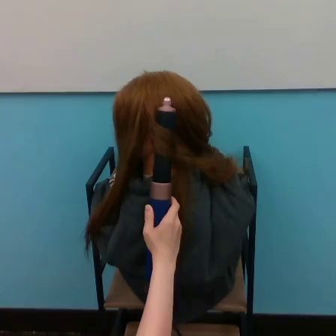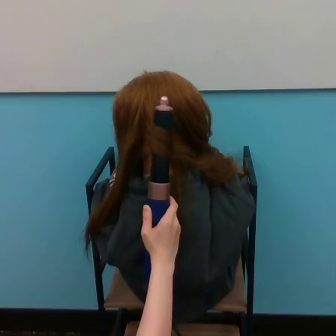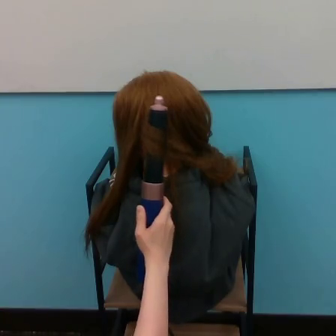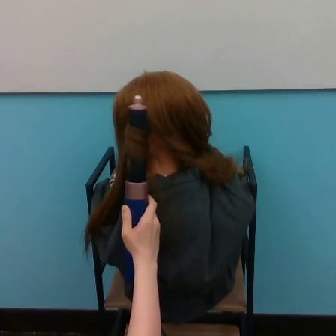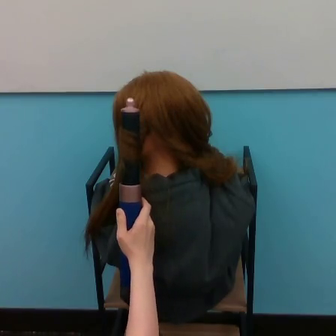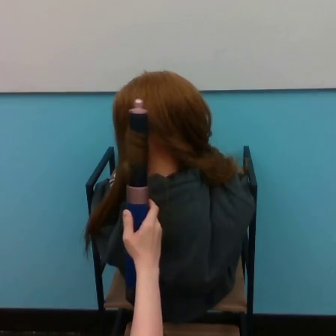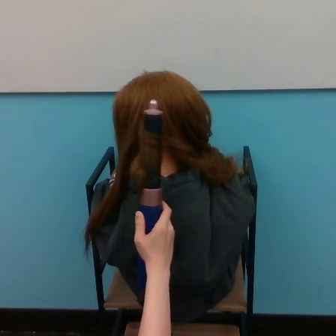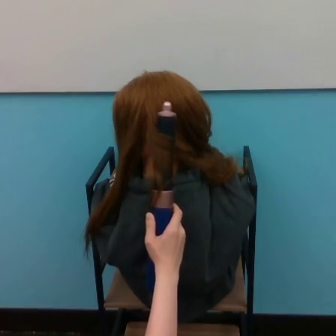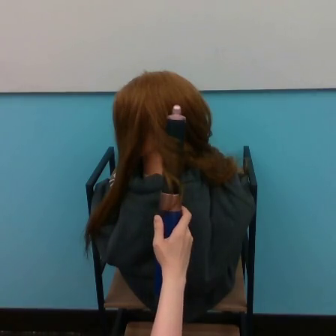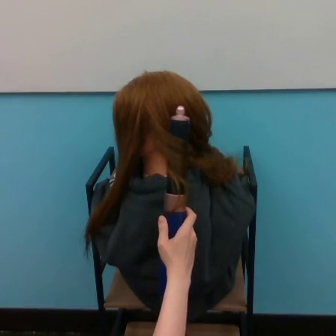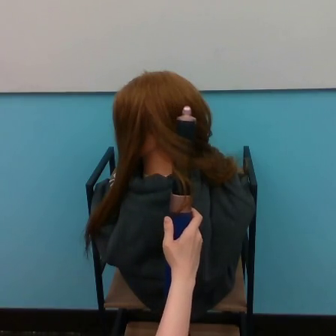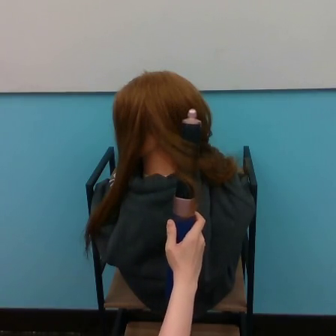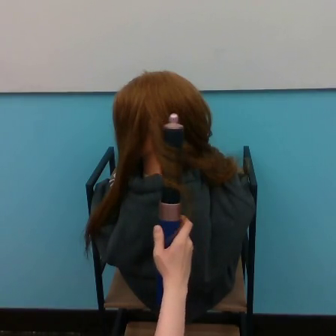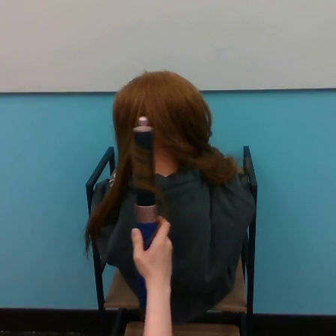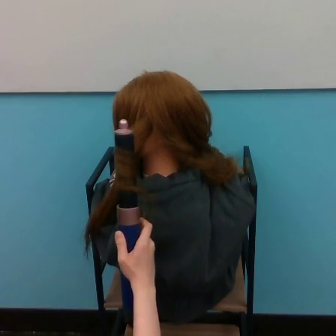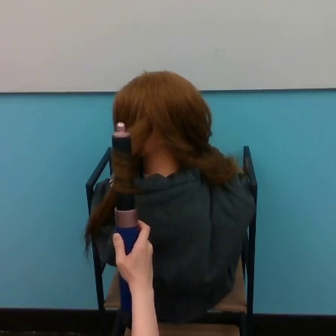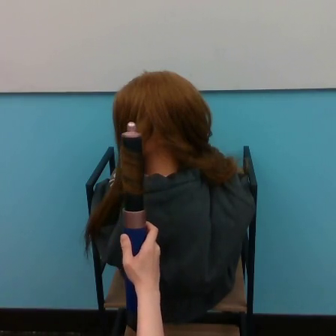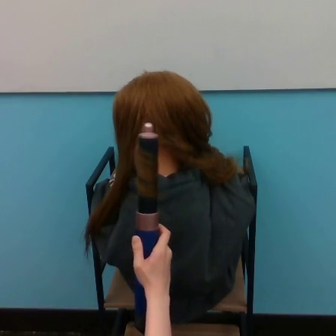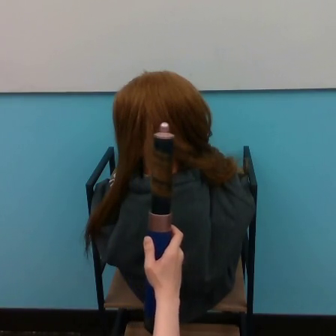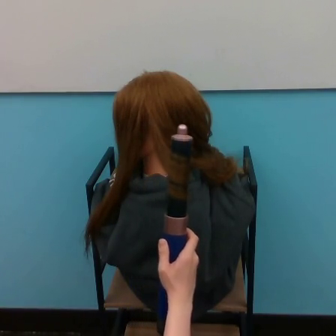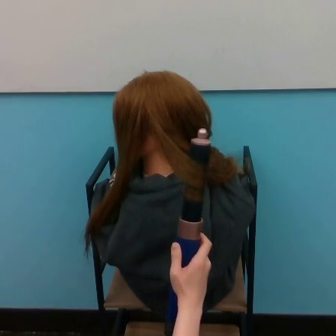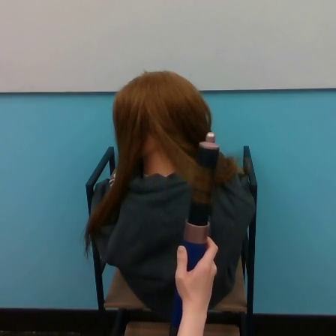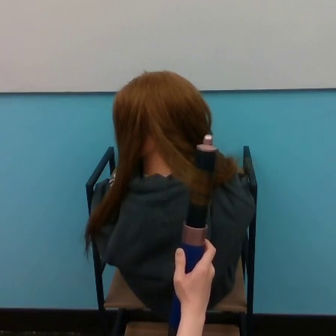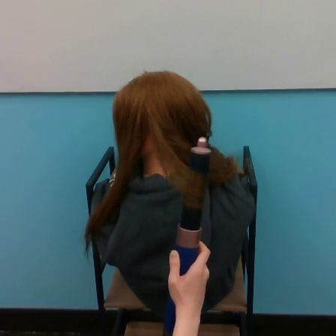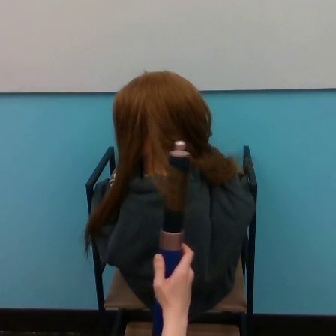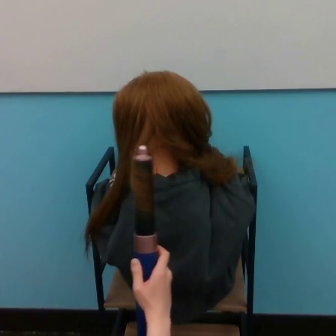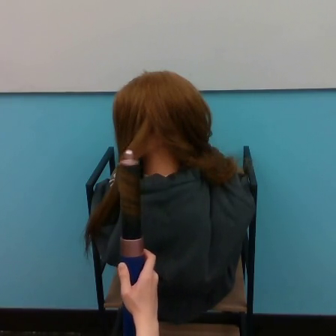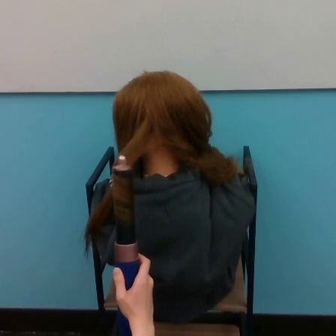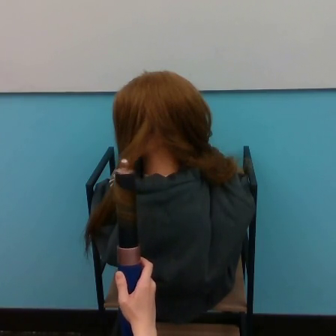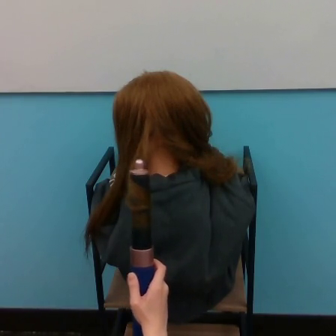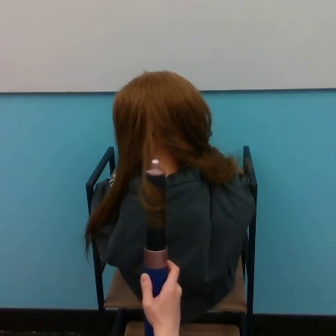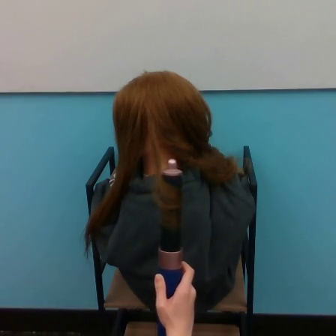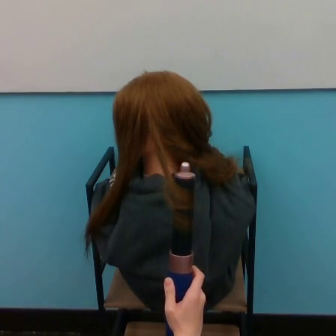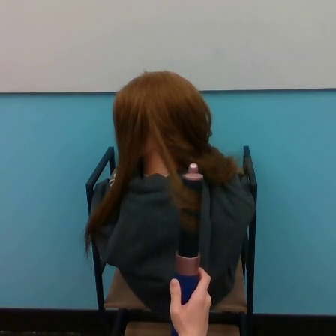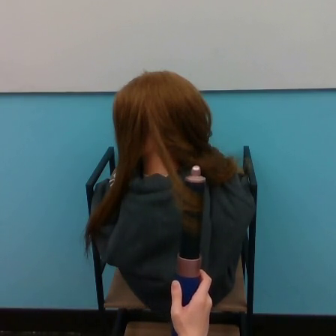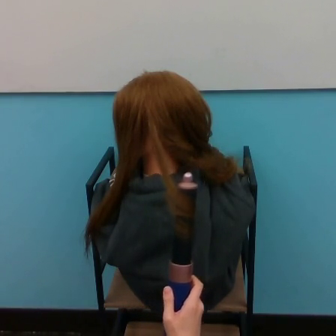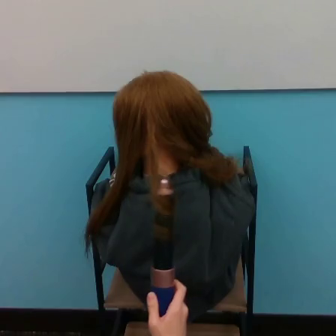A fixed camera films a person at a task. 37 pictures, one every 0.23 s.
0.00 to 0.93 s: The hand goes to the left.
0.93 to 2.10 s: The hand goes to the right.
2.10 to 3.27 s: The hand goes to the left.
3.27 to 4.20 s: The hand goes to the right.
4.20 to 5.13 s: The hand goes to the right and downward.
5.13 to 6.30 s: The hand goes to the left.
6.30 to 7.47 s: The hand goes to the right.
7.47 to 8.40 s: The hand moves only a little.
Task: curl hair.
Motion: move downward, making horizontal oscillations to the left and to the right.
